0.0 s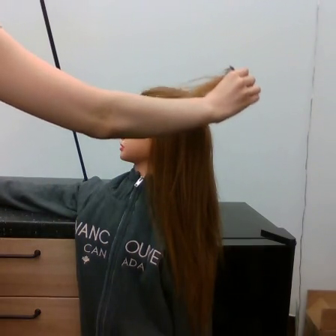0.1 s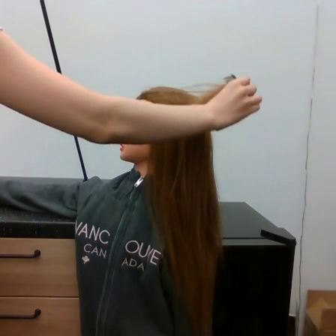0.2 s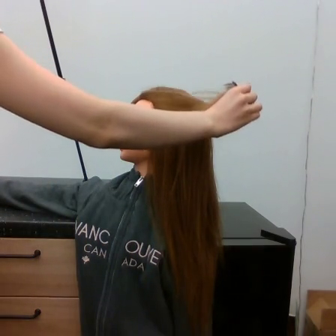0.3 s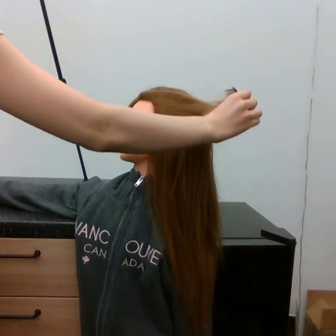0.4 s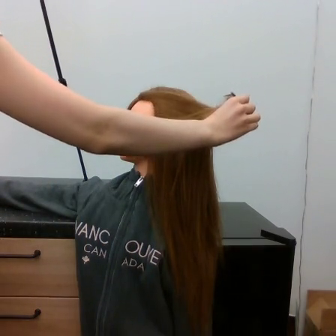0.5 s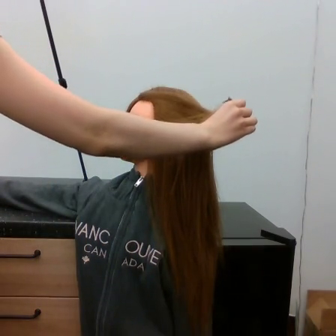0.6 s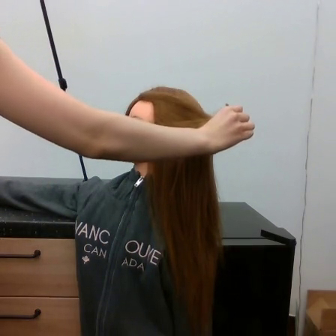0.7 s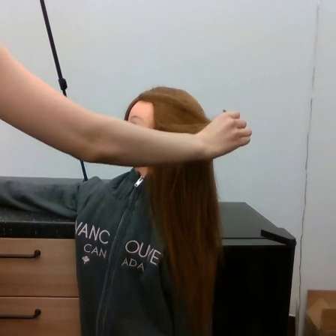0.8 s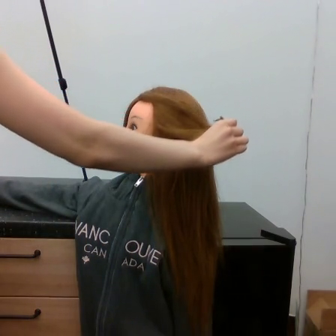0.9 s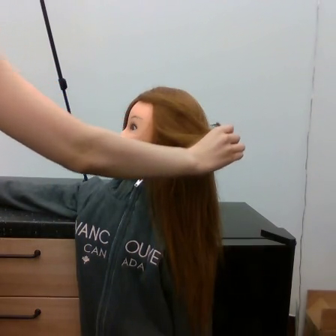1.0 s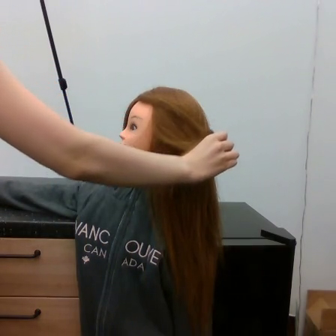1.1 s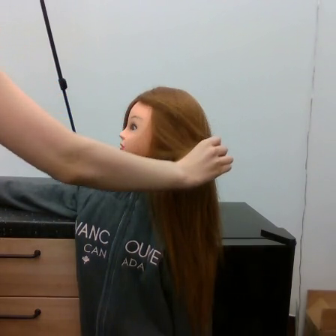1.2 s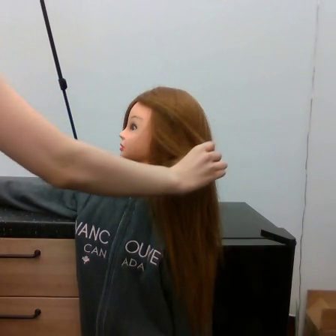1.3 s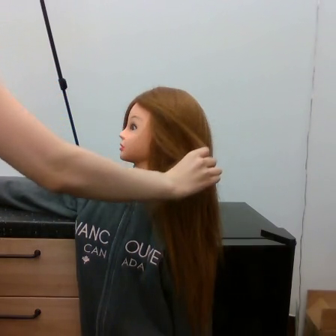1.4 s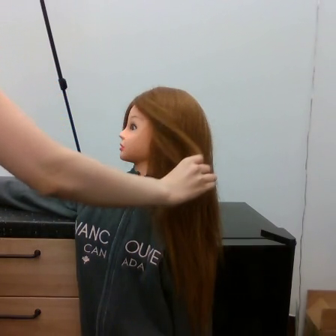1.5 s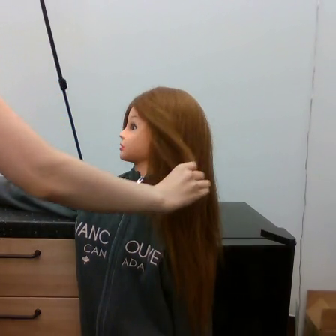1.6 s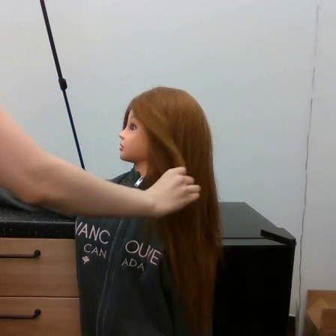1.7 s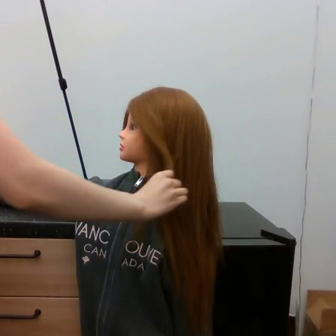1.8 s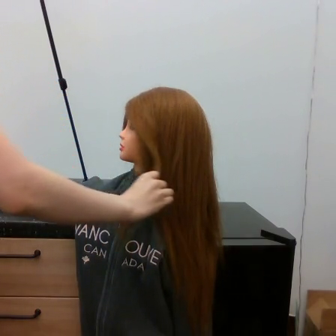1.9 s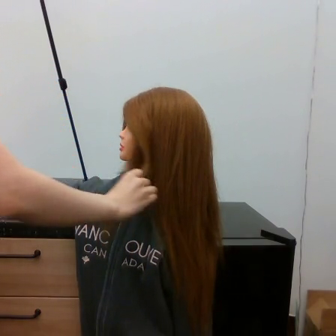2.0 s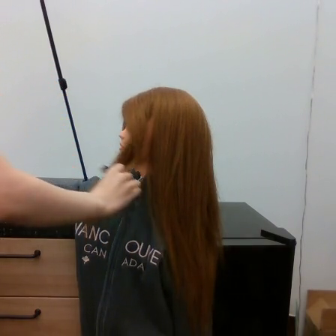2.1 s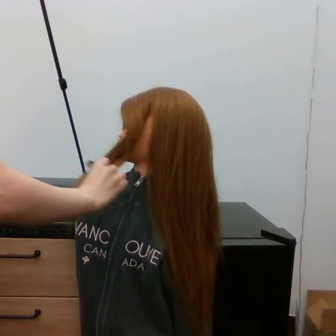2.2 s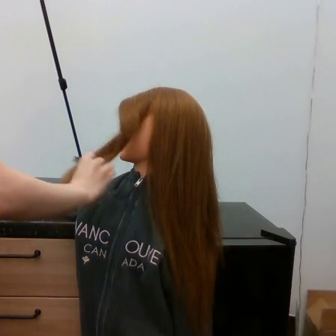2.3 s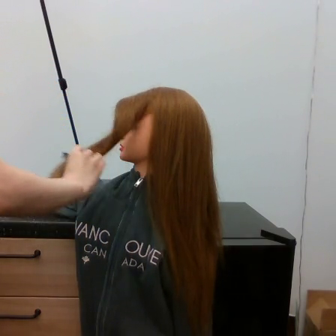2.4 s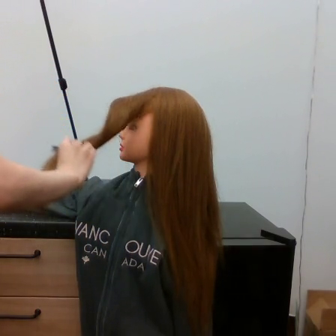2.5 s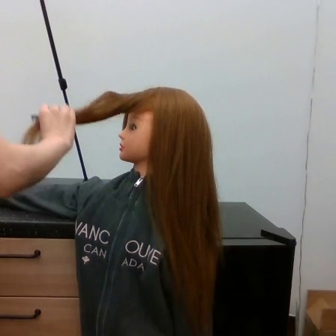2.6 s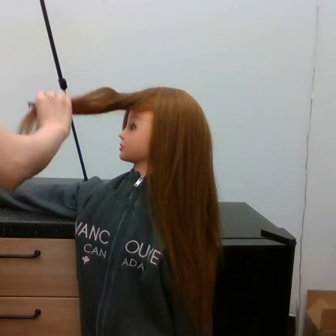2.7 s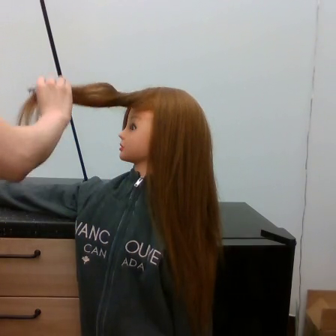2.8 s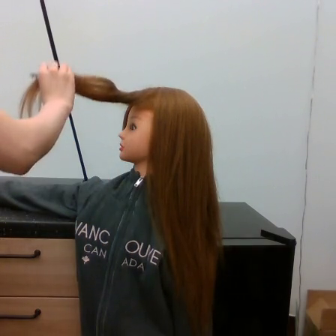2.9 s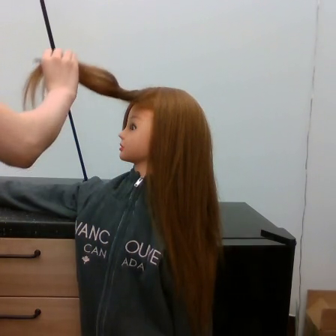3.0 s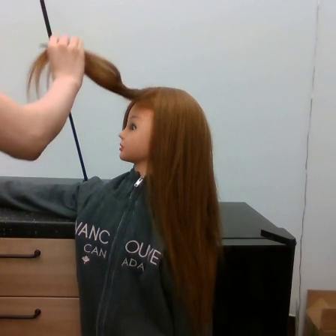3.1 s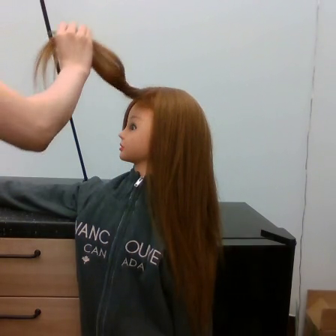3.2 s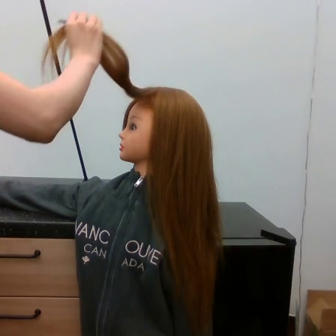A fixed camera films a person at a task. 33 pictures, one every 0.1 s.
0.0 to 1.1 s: The hand goes downward and to the left.
1.1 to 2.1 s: The hand goes to the left.
2.1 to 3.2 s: The hand goes upward.
Task: tidy side hair.
